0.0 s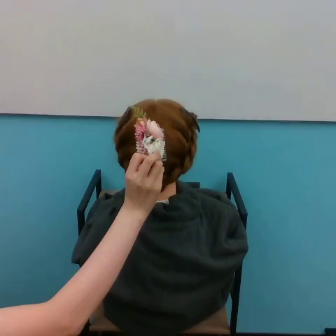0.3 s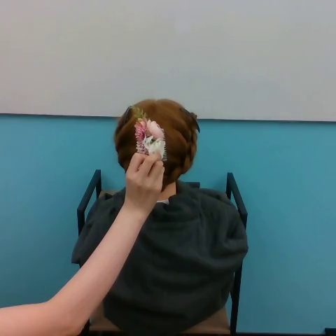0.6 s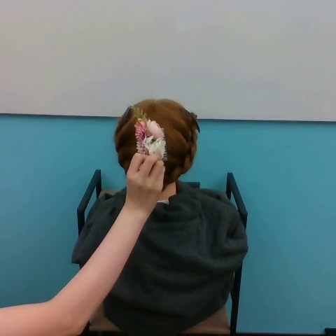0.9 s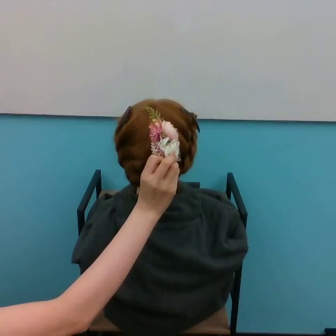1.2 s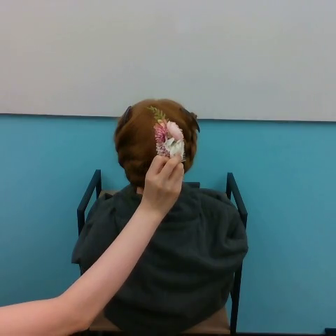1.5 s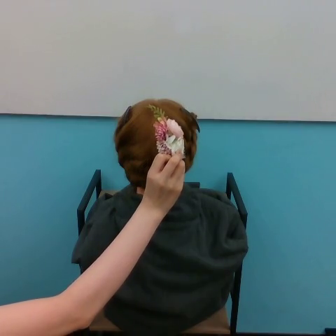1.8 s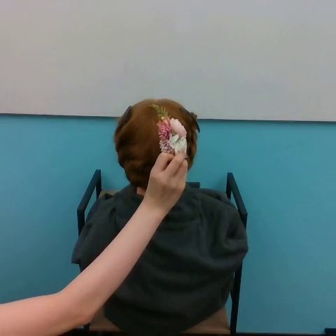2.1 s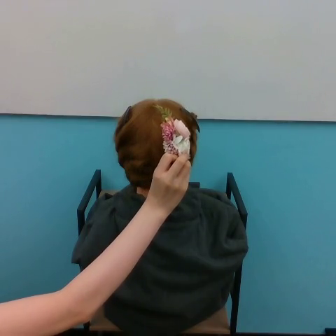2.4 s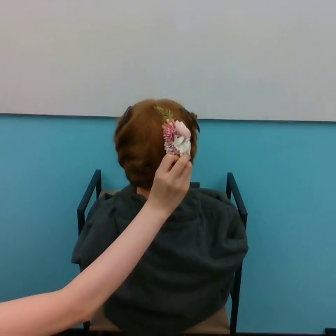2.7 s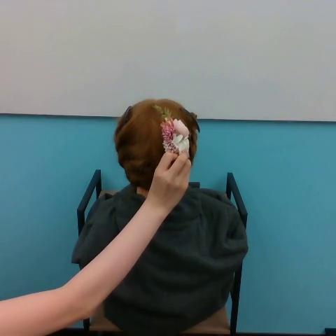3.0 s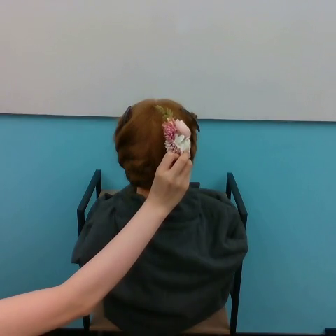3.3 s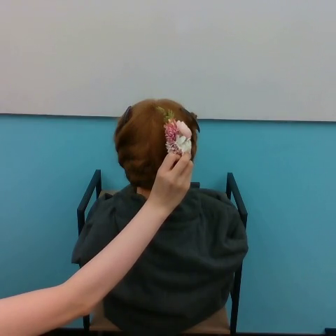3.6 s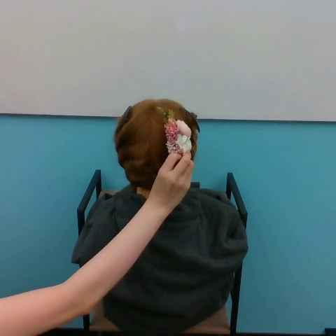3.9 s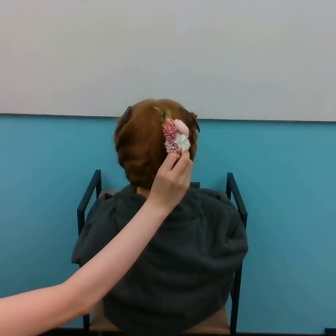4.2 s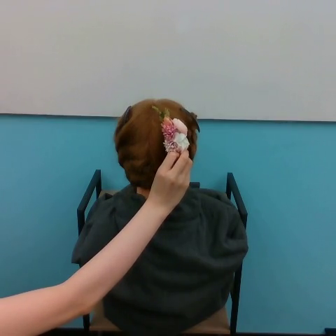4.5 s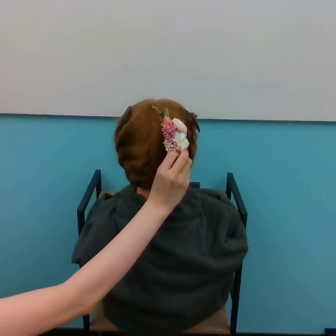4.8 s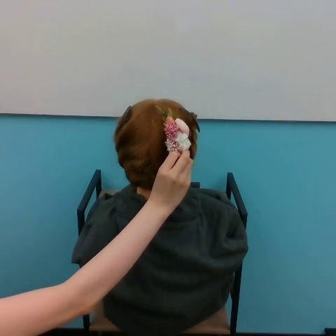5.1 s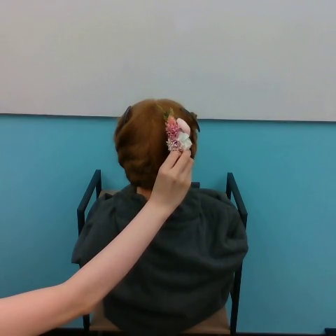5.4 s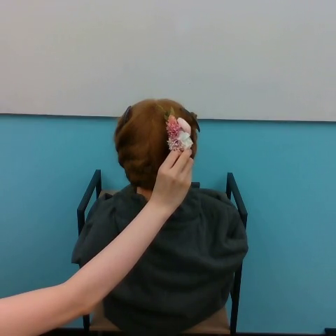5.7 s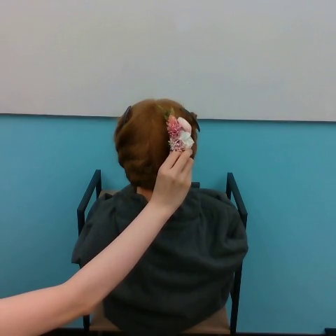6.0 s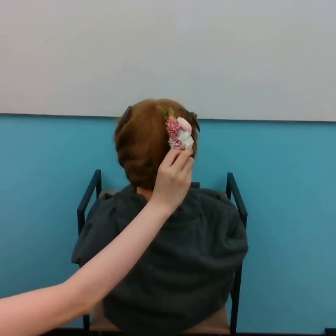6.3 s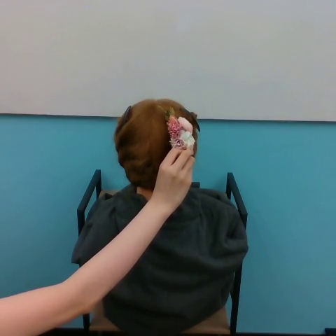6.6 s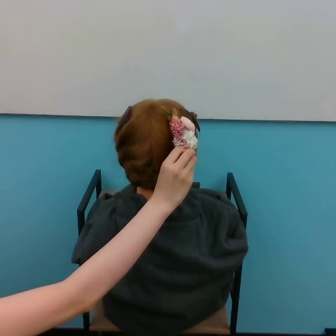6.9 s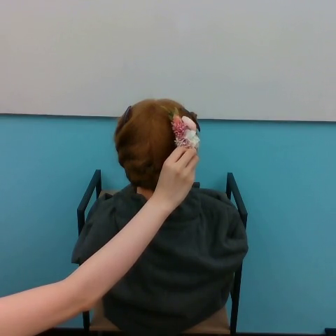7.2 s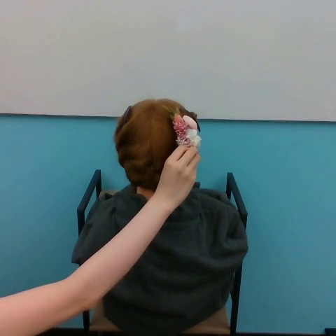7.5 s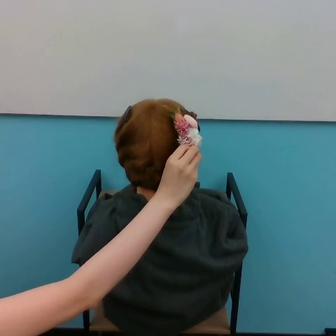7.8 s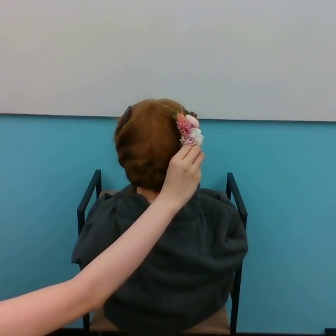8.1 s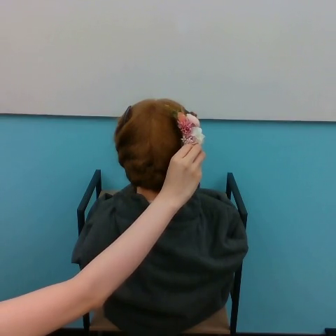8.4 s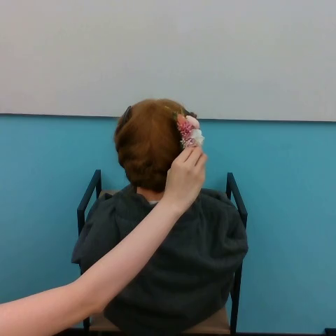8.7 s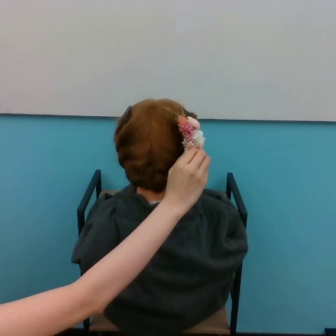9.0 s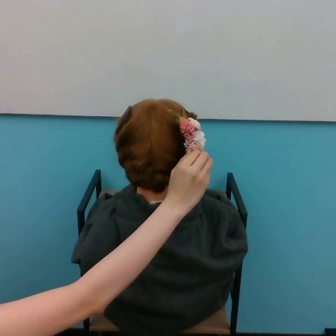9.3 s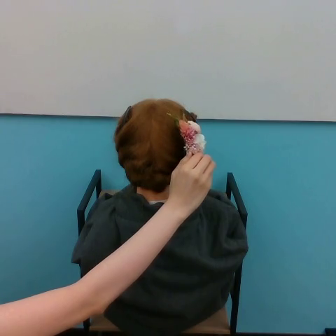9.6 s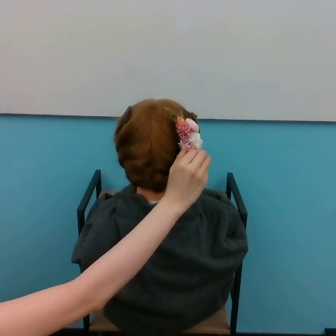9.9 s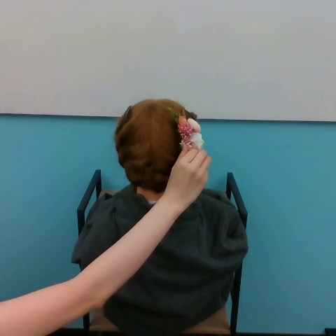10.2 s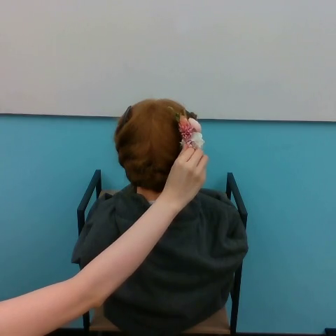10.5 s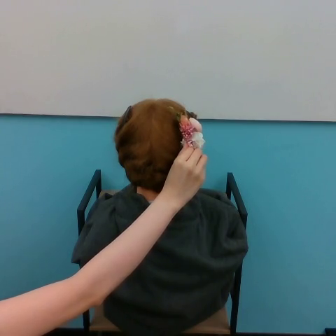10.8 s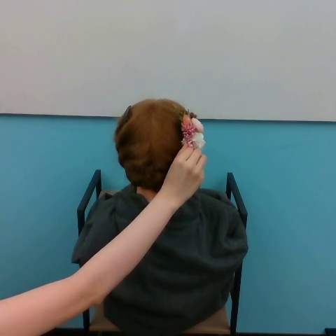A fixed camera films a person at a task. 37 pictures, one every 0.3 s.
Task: tuck flower in hair.
Motion: move to the right.
0.0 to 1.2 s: The hand goes to the right.
1.2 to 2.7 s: The hand moves only a little.
2.7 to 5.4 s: The hand stays where it is.
5.4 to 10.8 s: The hand goes to the right.
